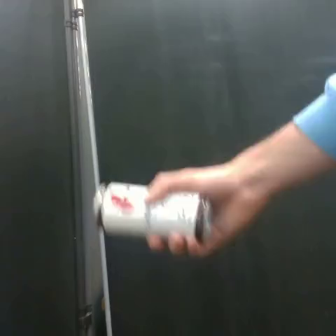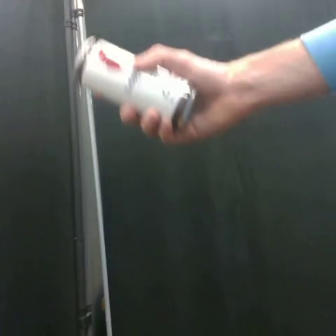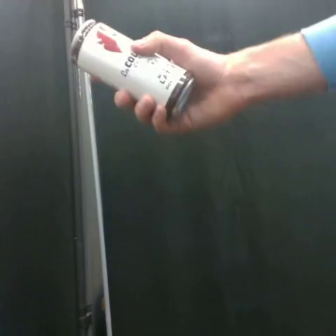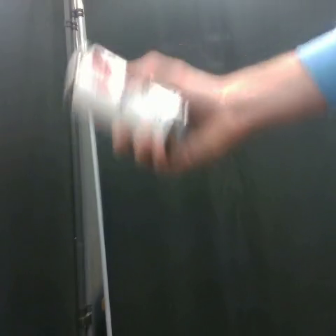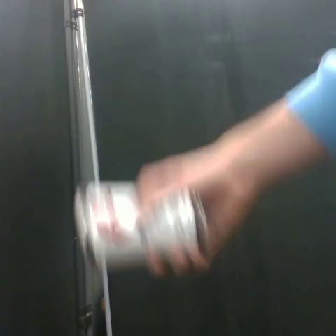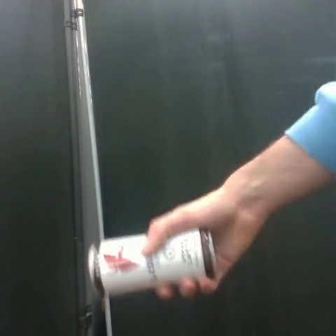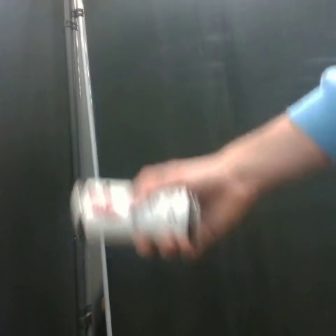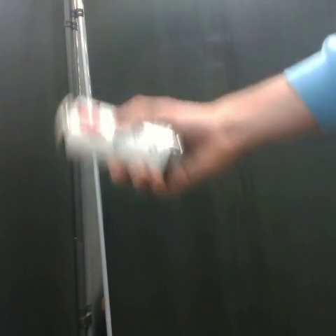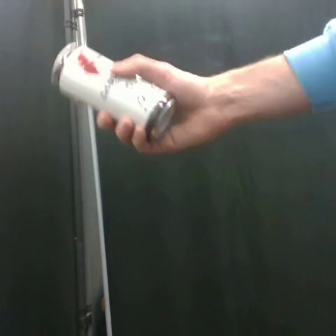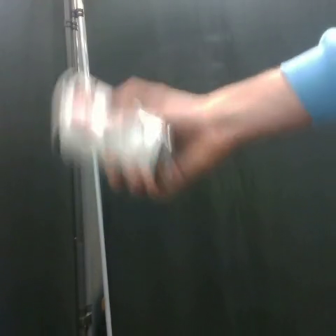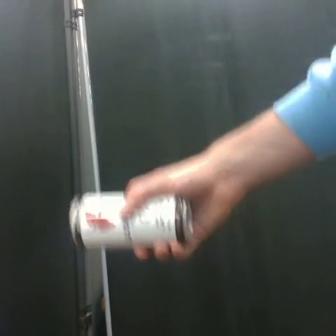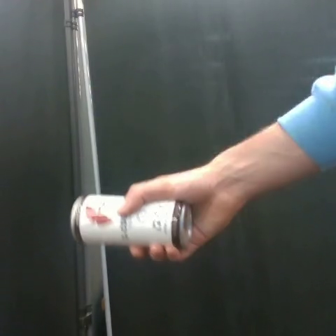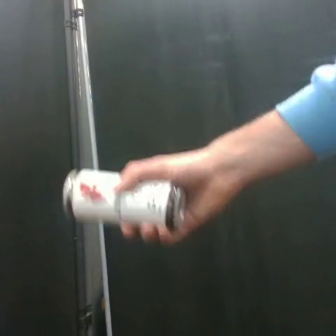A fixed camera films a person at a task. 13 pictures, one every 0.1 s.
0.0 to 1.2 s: The hand goes upward, then downward.
Task: shake the coffee can.
Motion: move up and down twice.
